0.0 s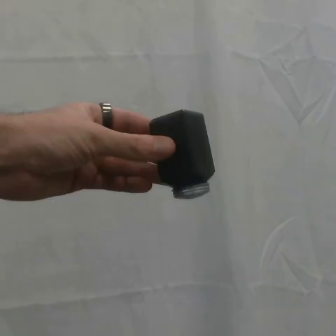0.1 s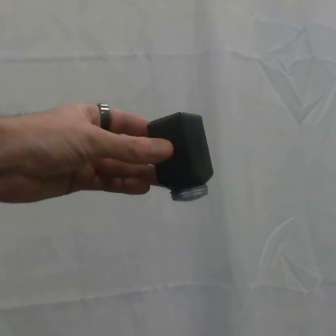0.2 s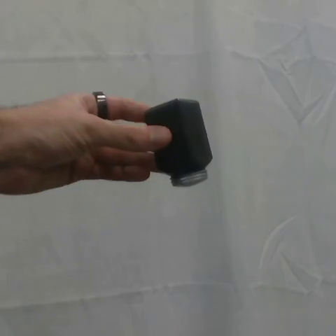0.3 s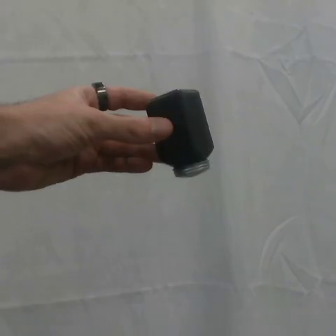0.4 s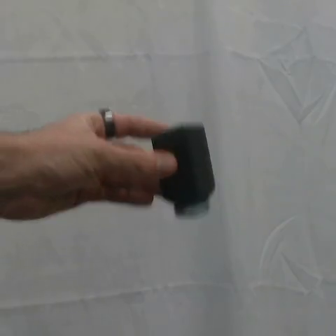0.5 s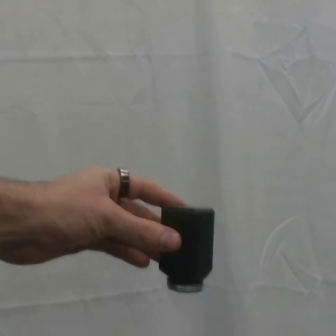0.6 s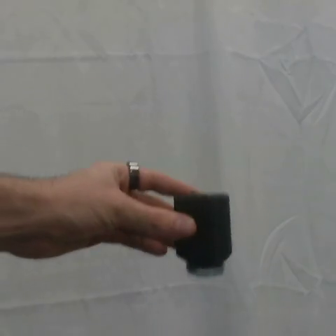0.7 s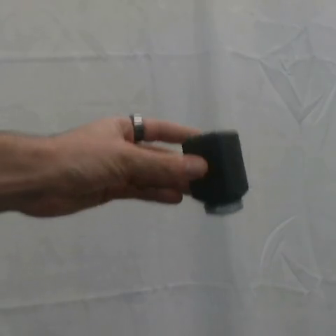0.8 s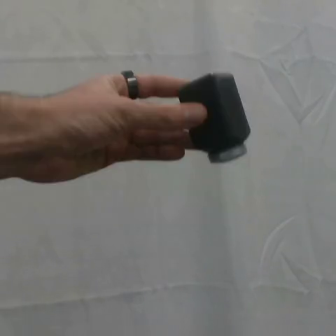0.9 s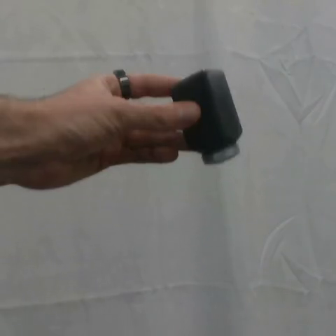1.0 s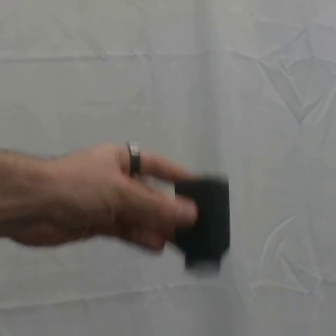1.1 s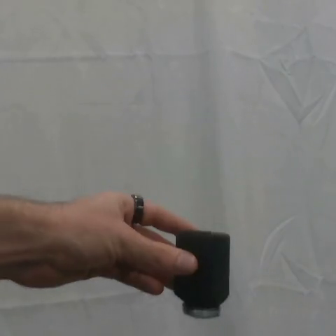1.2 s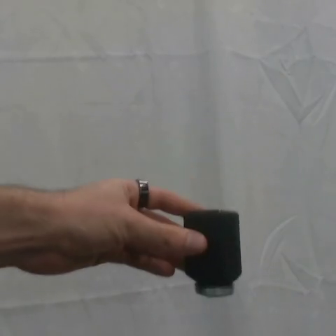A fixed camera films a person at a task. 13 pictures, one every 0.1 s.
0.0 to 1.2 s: The hand goes downward.
Task: shake the salt shaker.
Motion: move up and down two times.
